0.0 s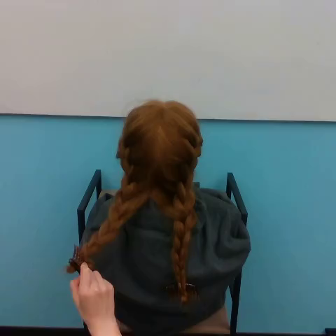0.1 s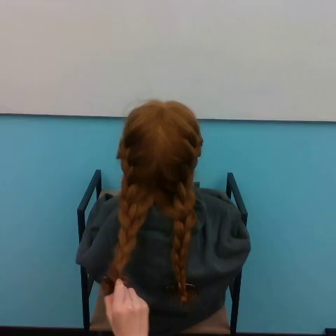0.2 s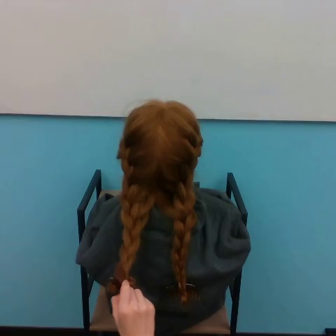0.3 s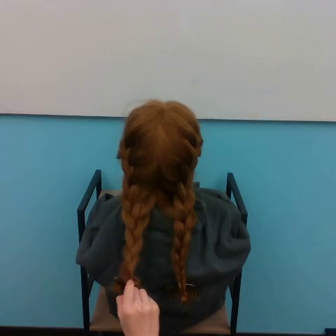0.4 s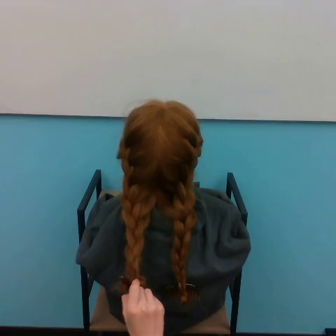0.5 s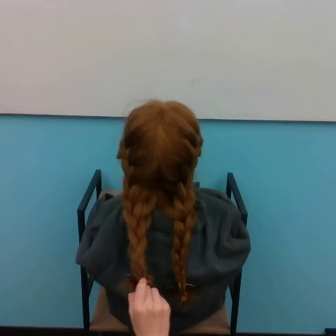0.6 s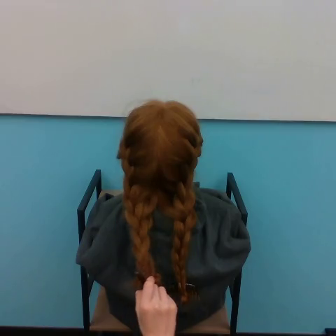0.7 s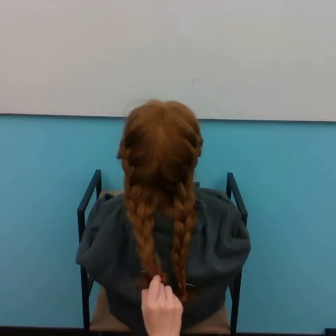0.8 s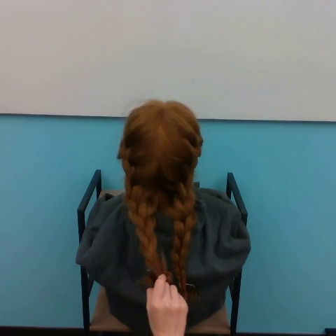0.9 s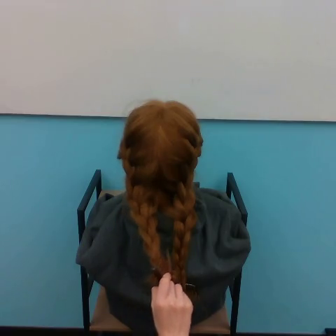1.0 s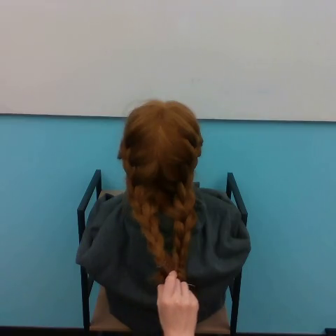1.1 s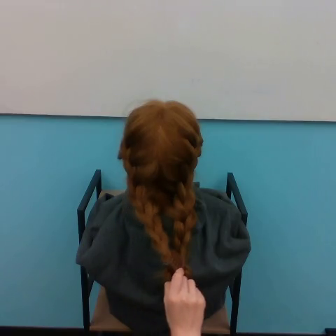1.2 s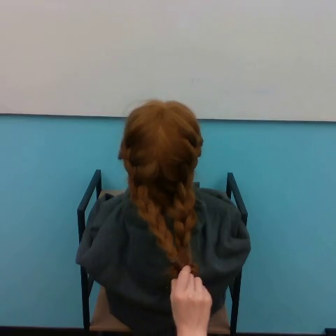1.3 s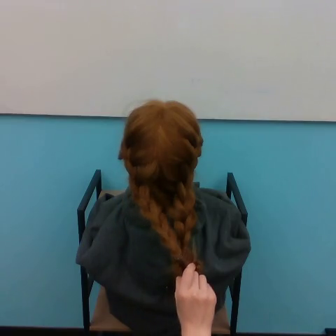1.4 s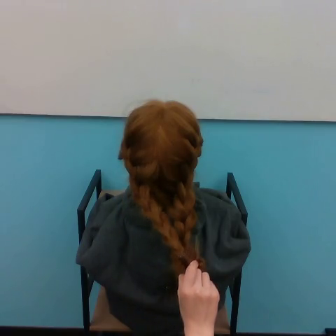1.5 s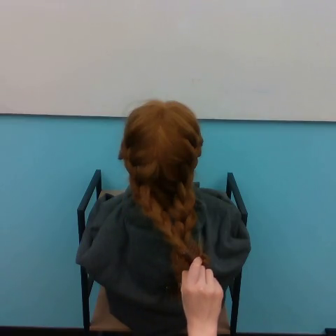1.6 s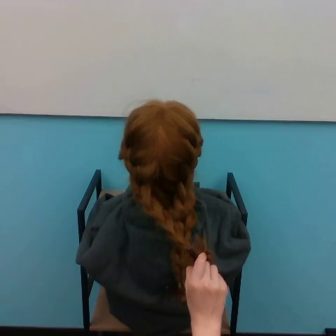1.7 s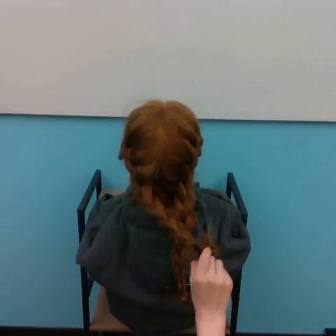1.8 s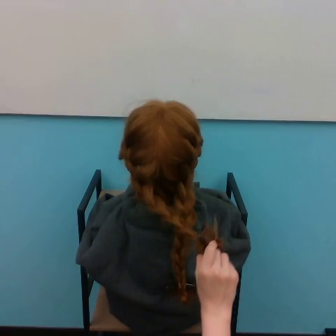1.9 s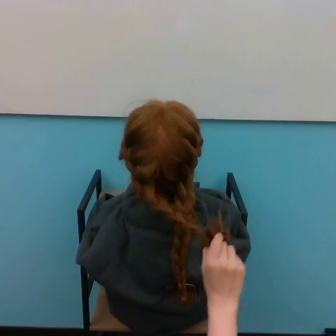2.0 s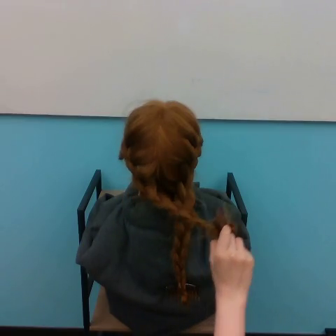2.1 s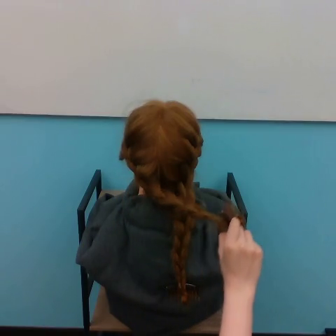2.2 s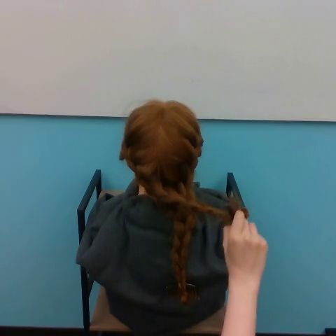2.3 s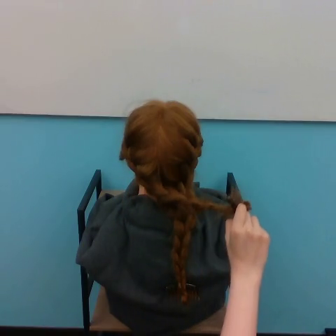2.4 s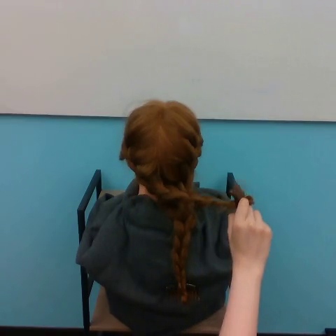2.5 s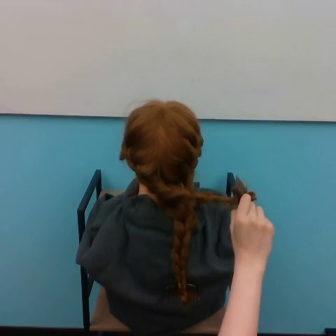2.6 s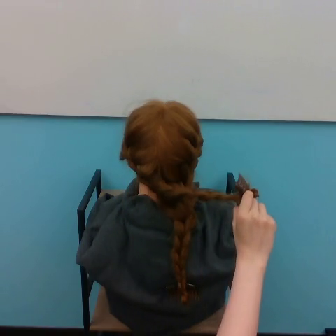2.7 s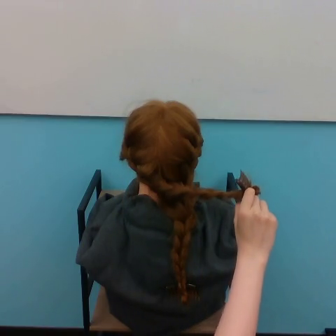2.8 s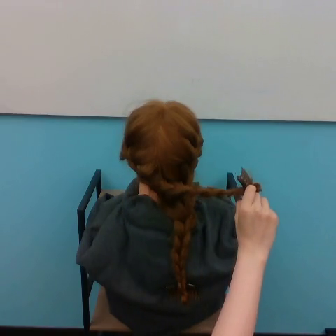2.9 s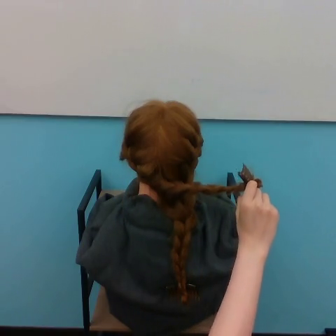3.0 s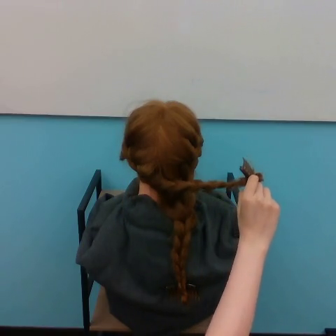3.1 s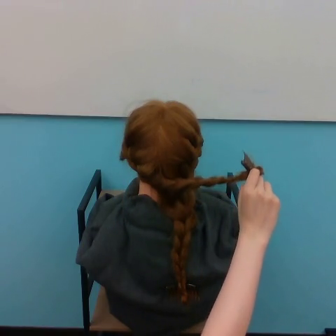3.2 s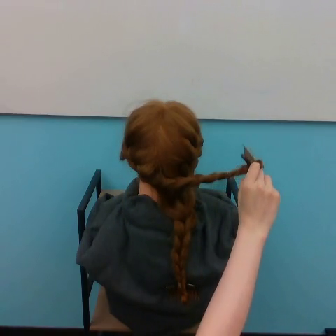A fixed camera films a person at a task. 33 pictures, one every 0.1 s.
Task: style hair.
0.0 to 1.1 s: The hand goes to the right.
1.1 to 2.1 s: The hand goes to the right and upward.
2.1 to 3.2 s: The hand goes upward.
